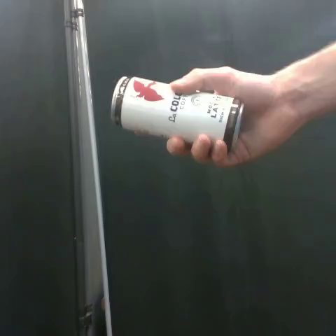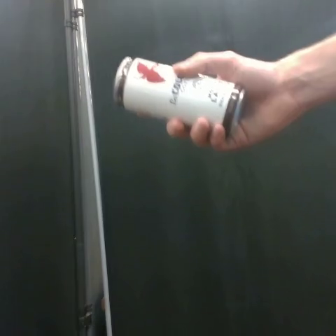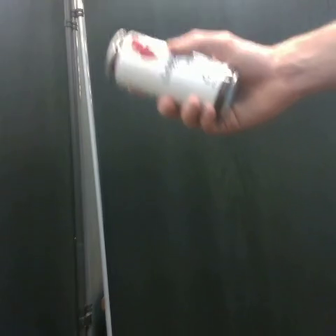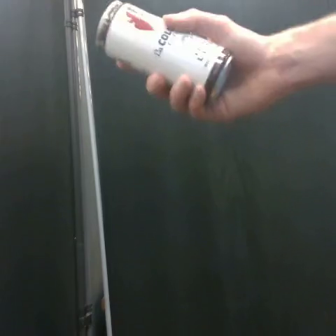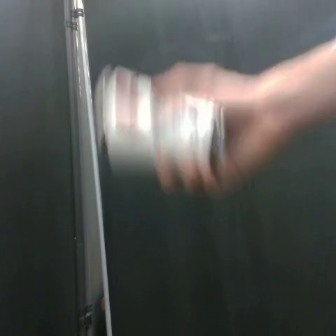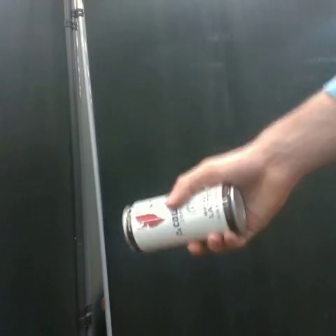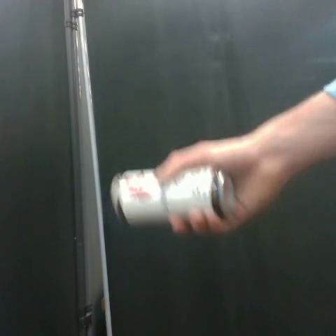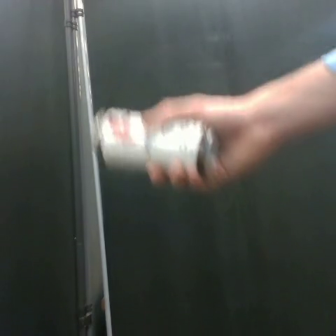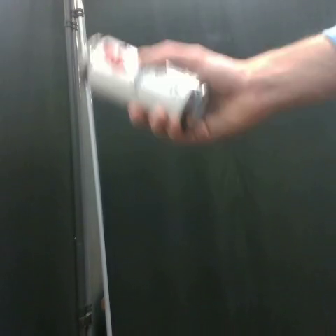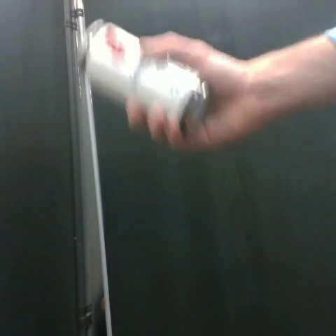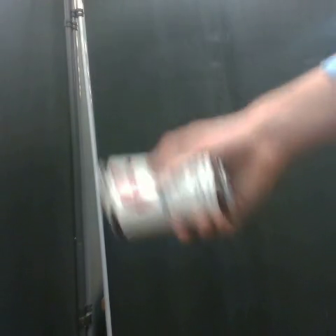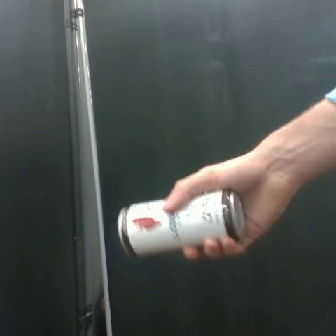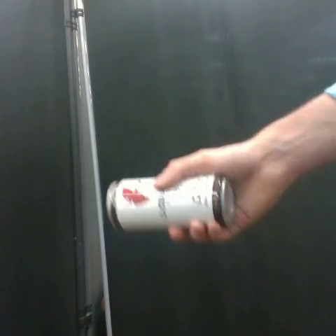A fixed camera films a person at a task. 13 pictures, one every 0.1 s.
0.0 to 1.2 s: The hand goes downward.
Task: shake the coffee can.
Motion: move up and down twice.
